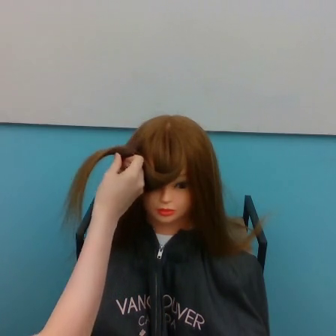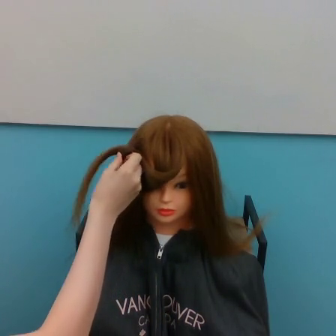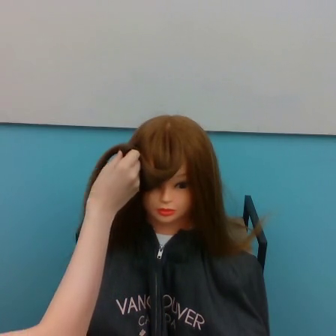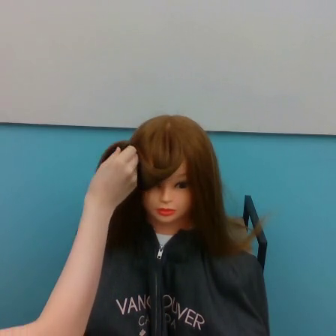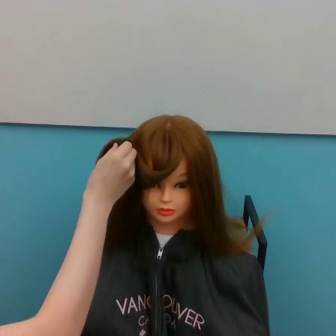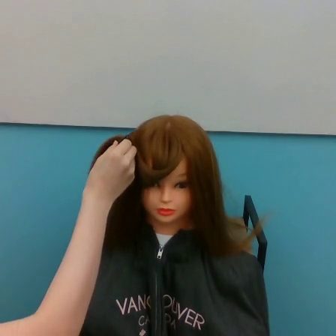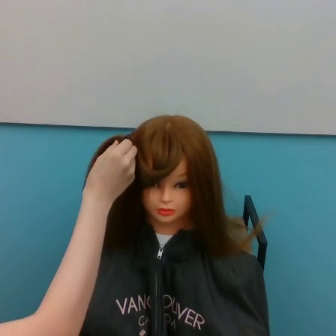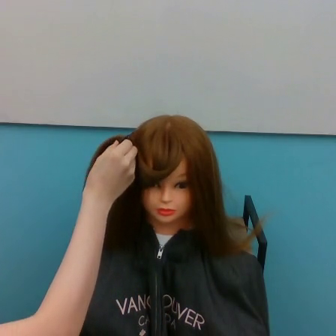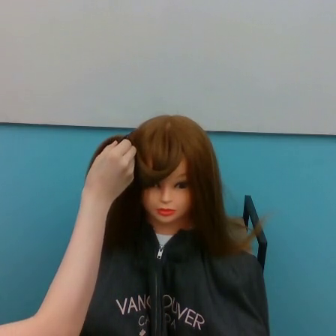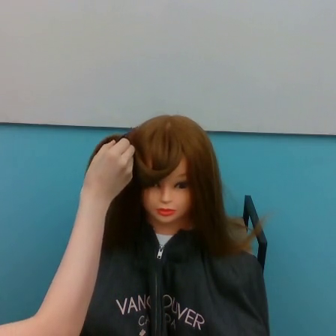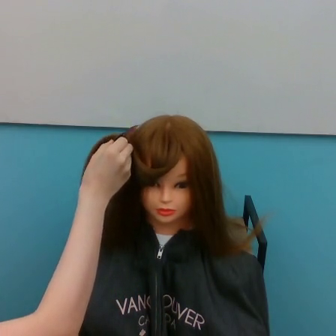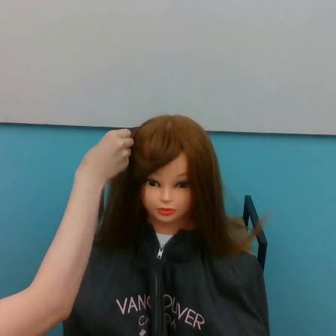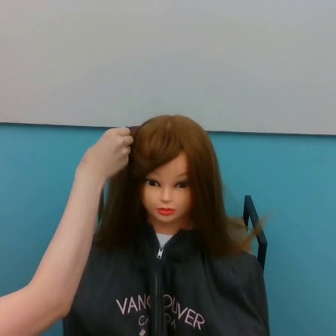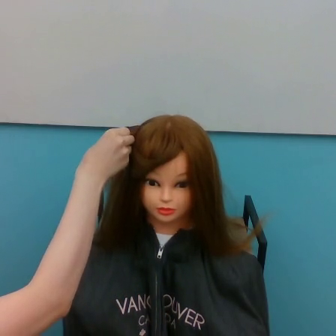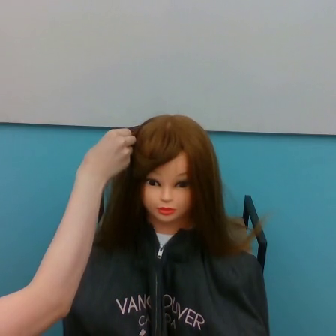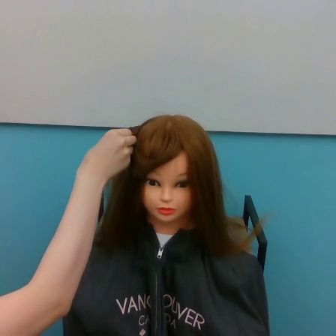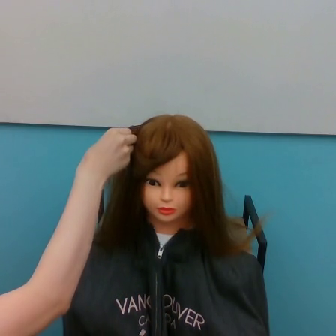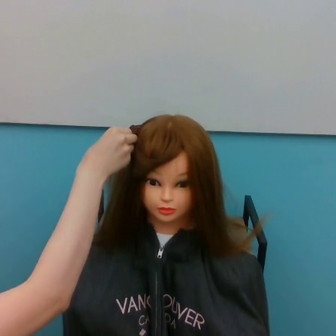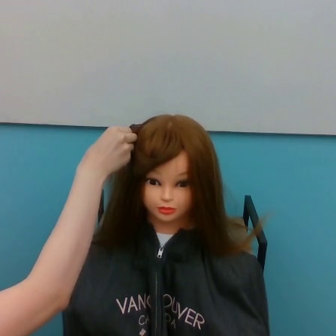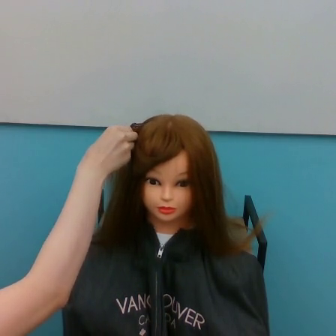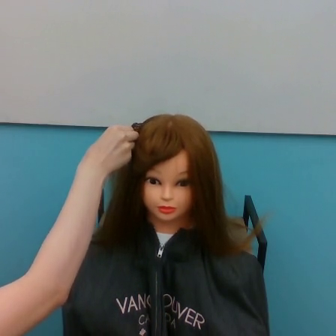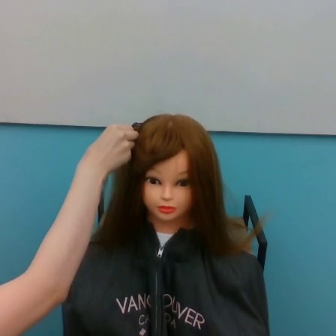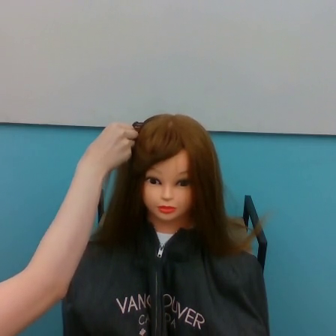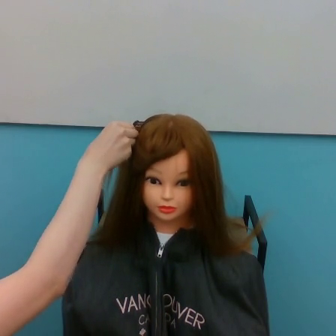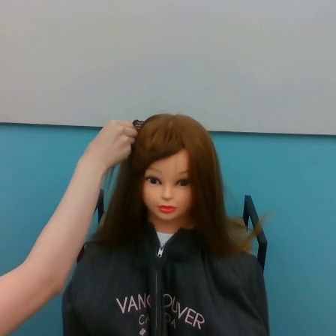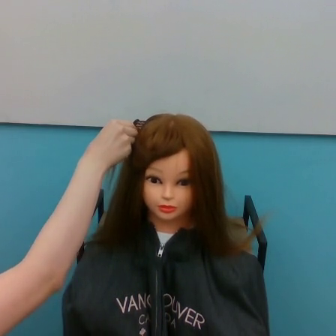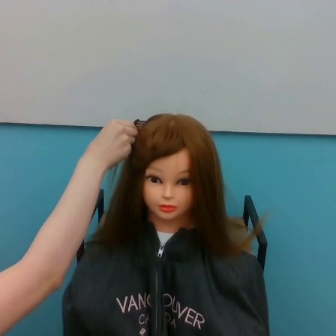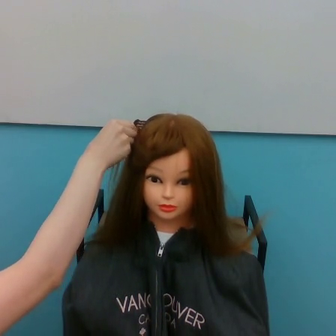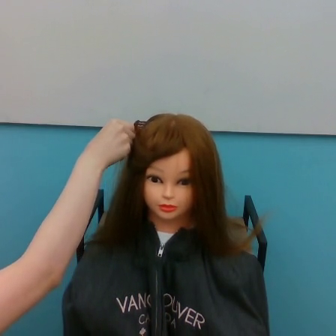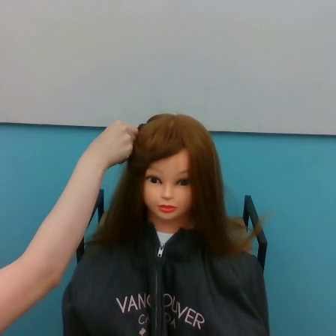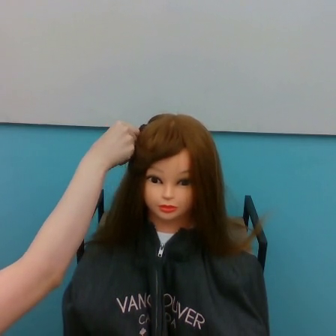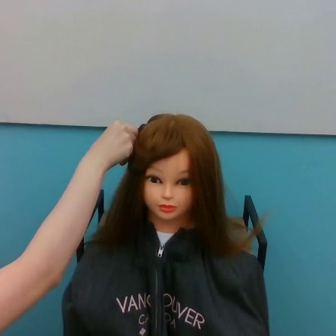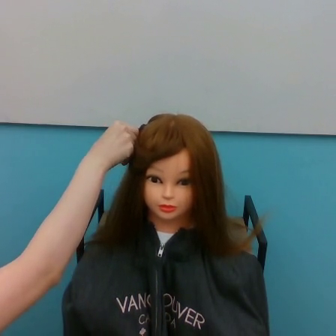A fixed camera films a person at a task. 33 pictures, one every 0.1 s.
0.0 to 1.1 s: The hand goes upward.
1.1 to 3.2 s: The hand moves only a little.
Task: tidy front hair.
